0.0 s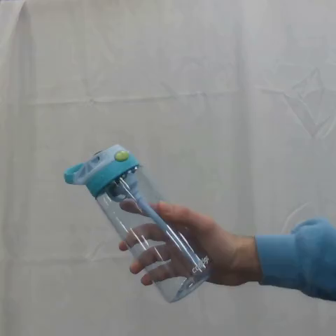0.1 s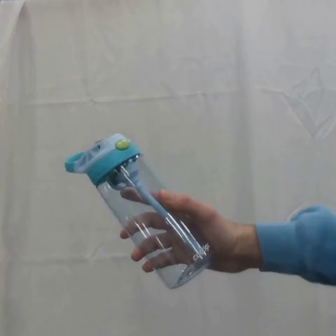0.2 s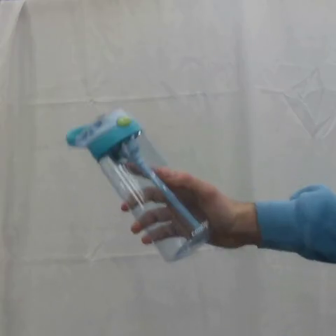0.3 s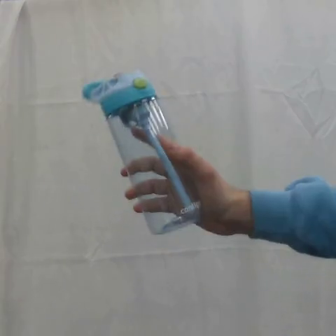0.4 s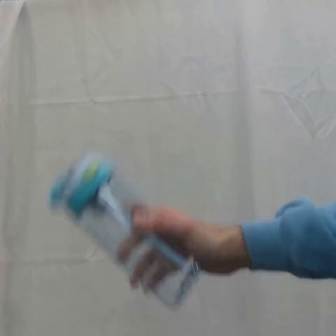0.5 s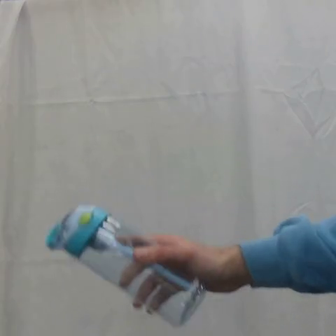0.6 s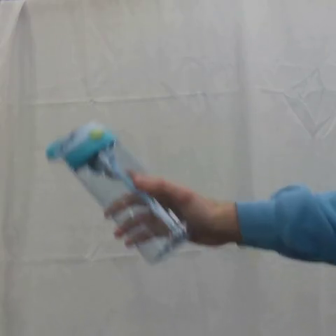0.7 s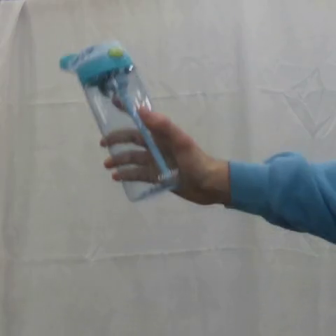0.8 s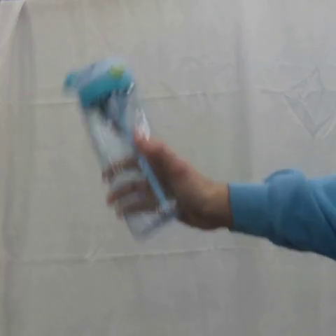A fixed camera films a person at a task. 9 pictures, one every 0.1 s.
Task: shake the water bottle.
Motion: move up and down 2 times.
0.0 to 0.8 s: The hand goes upward.
